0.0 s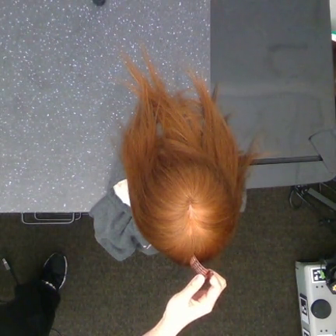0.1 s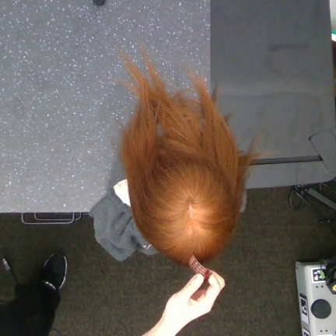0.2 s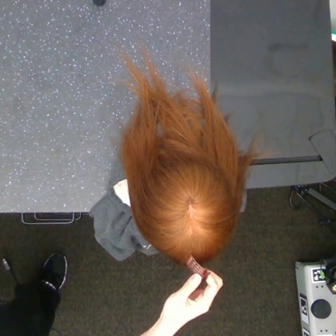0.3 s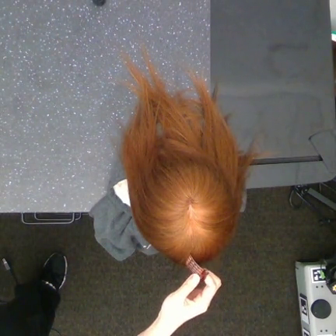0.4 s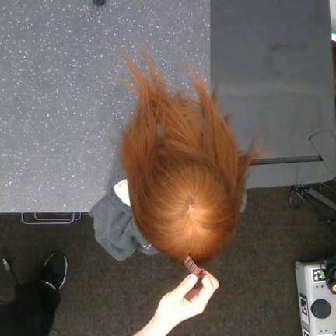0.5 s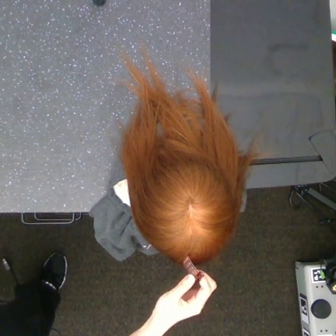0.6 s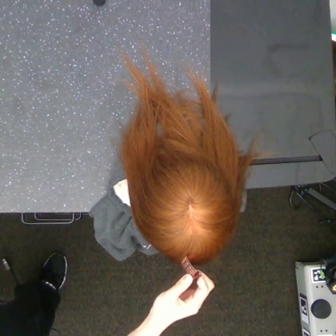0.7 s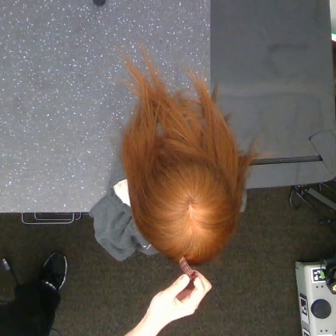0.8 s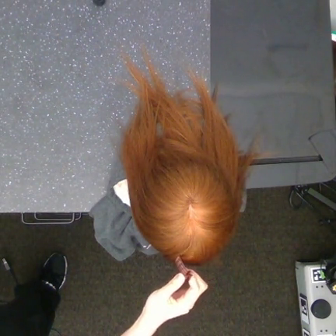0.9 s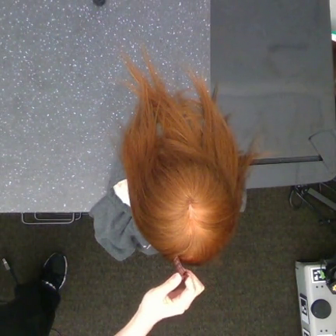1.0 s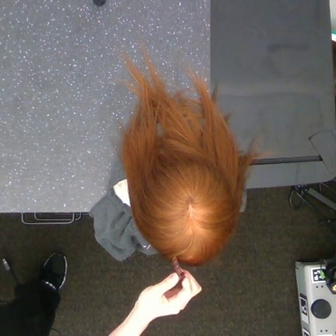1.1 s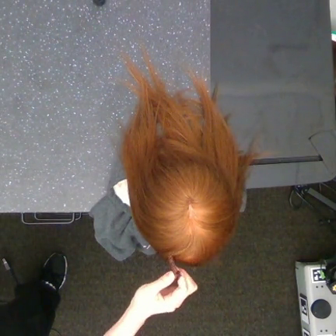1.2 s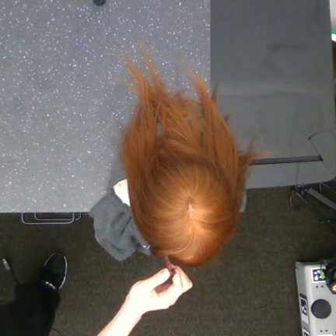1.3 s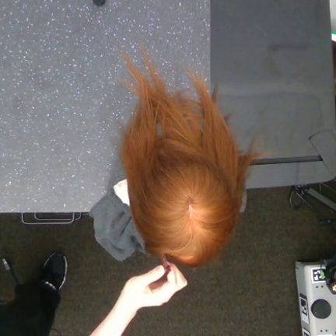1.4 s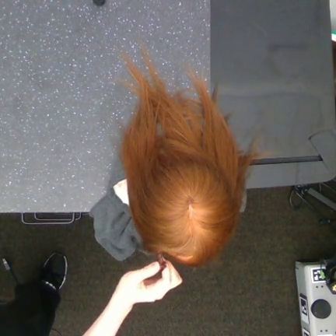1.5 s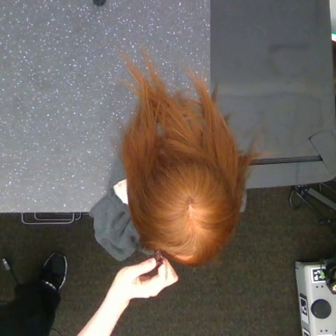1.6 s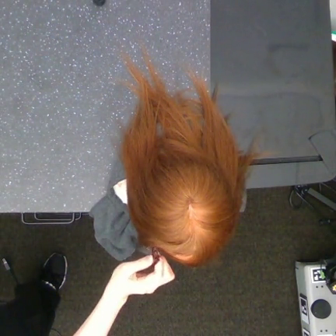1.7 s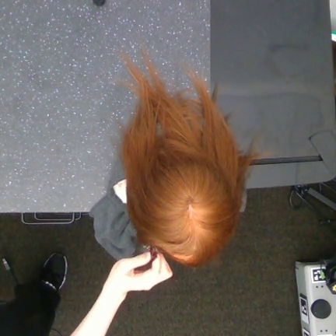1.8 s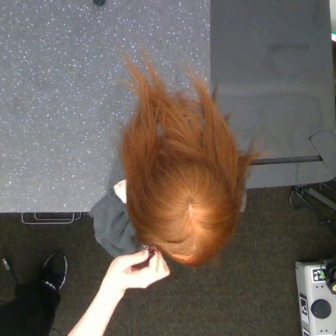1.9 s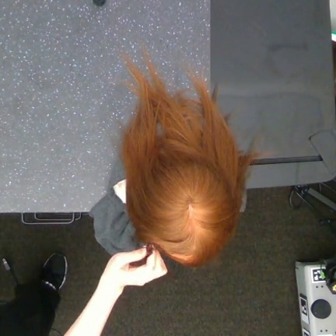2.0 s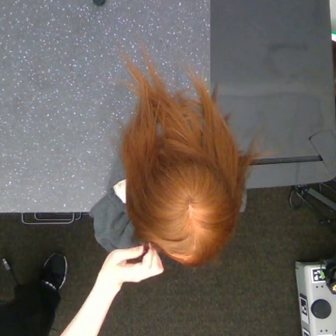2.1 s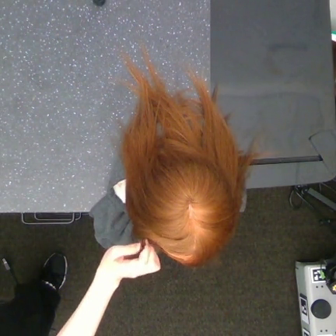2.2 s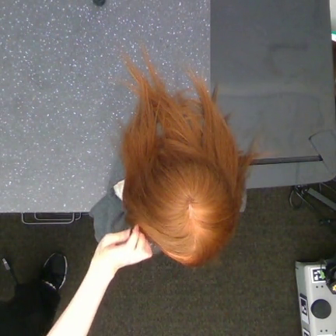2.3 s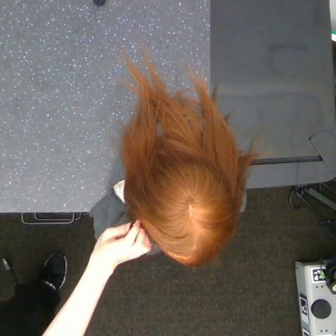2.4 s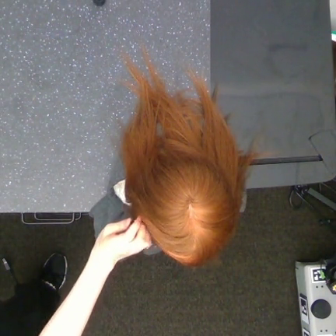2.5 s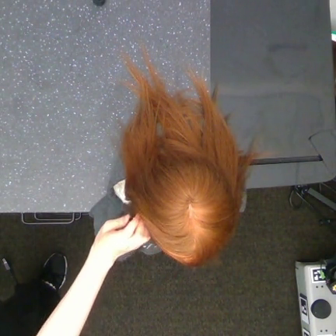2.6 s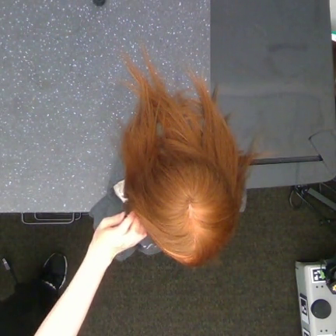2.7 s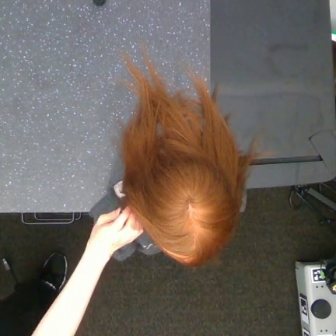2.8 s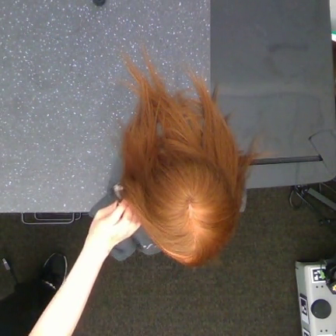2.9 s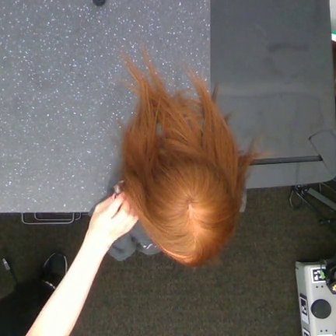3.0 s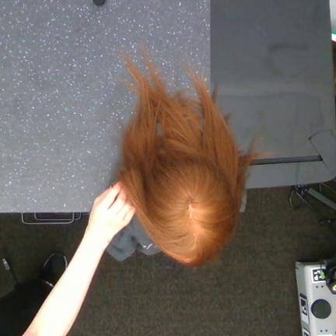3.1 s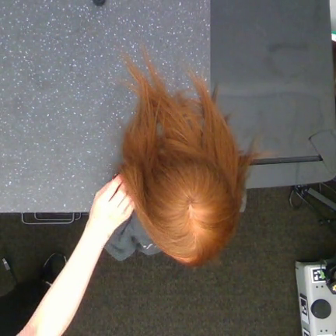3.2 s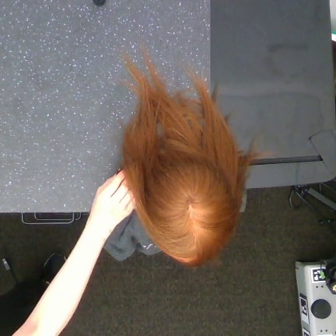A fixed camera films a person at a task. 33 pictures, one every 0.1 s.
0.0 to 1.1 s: The hand goes to the left.
1.1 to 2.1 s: The hand goes to the left and upward.
2.1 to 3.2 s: The hand goes upward.
Task: tidy front hair.
